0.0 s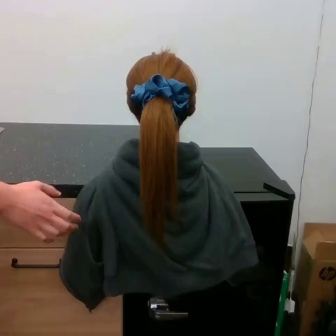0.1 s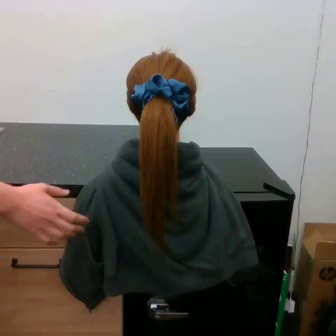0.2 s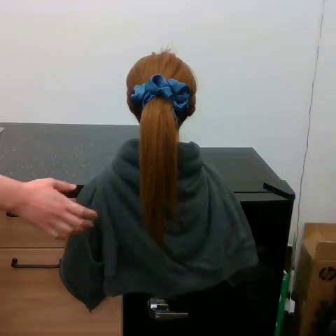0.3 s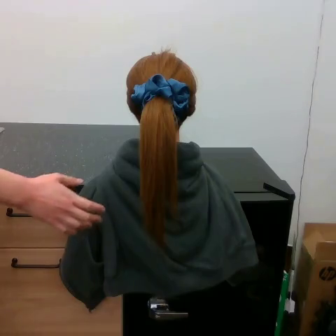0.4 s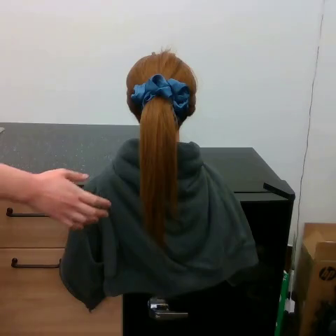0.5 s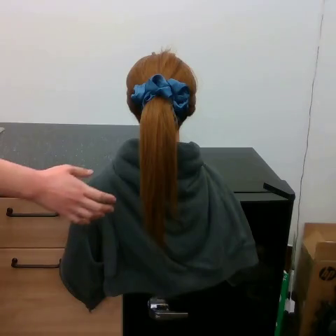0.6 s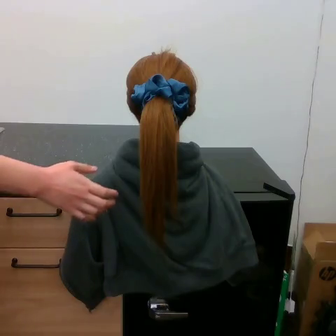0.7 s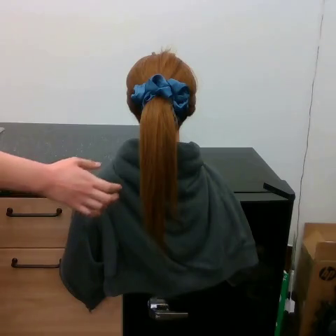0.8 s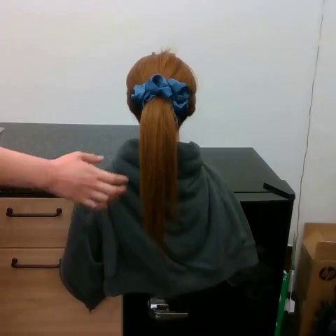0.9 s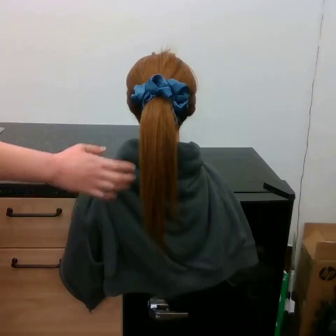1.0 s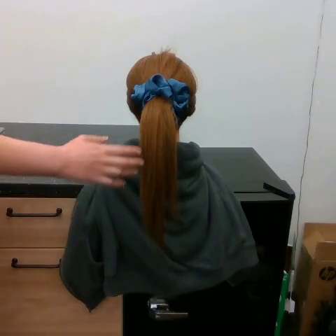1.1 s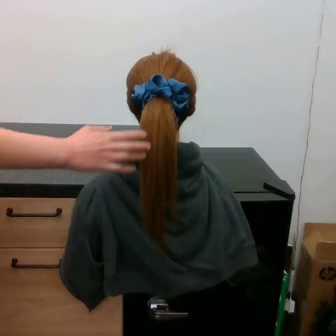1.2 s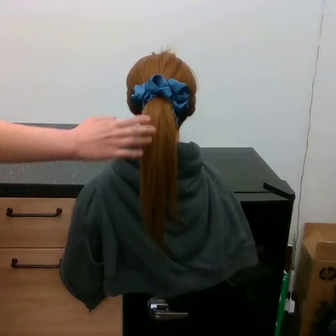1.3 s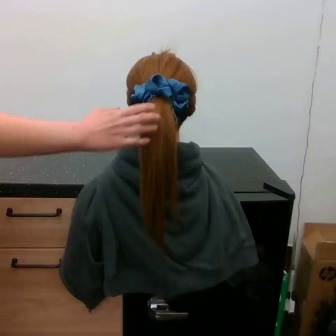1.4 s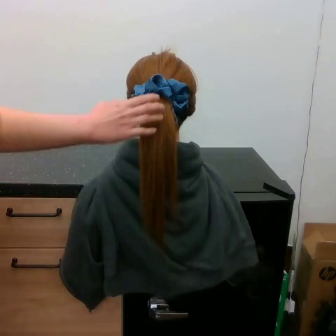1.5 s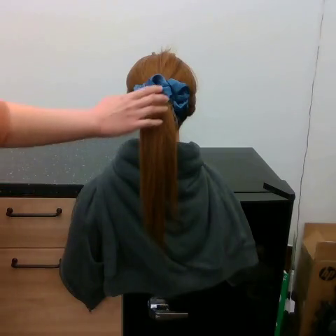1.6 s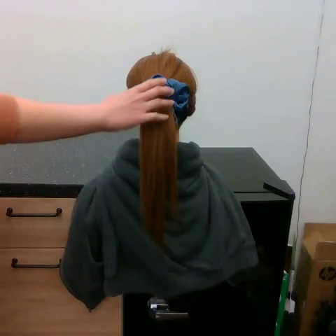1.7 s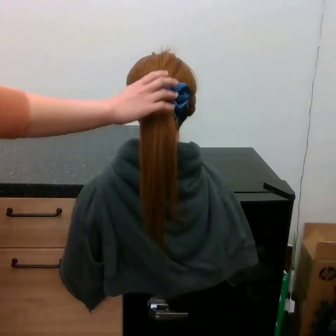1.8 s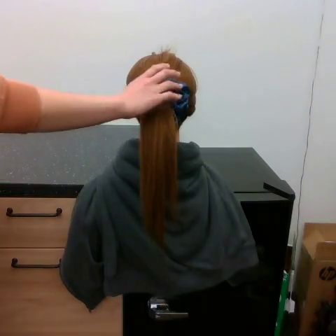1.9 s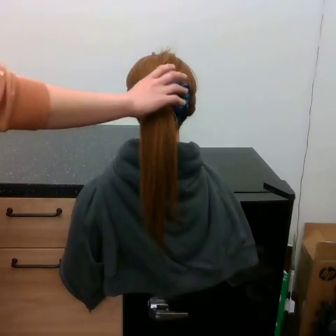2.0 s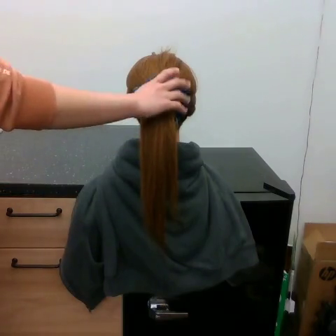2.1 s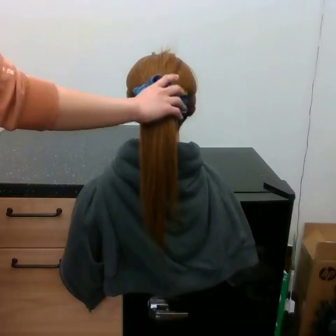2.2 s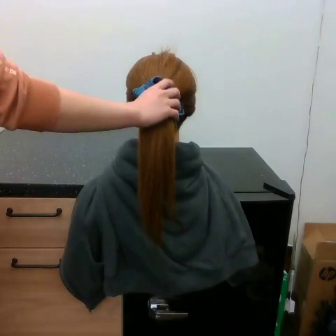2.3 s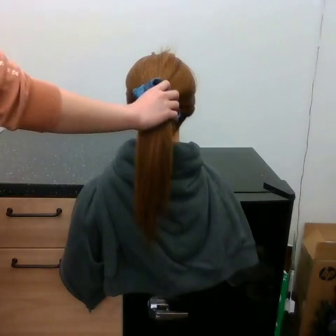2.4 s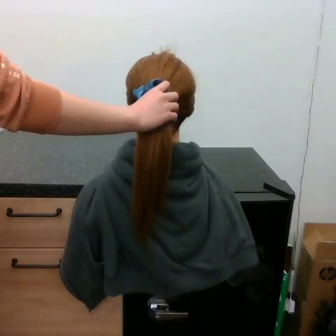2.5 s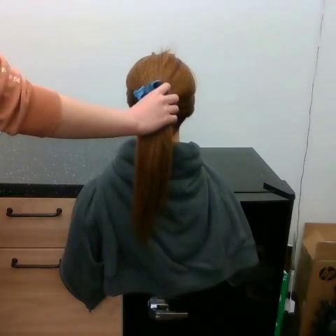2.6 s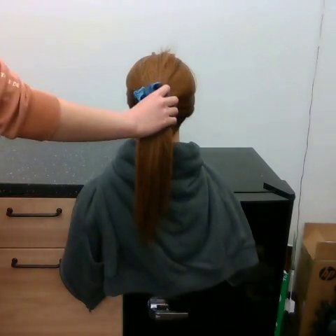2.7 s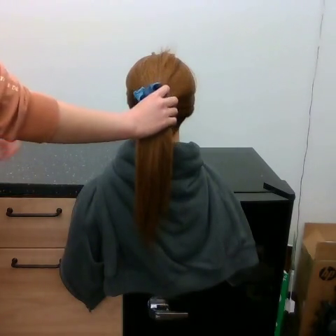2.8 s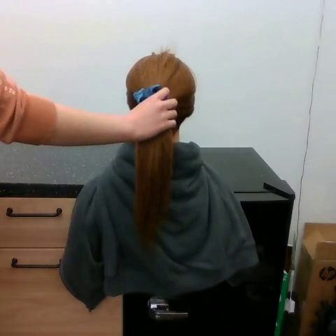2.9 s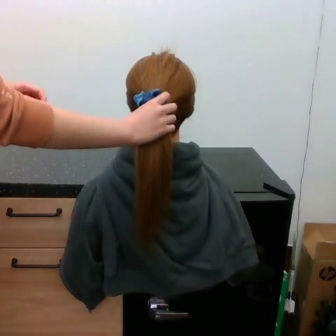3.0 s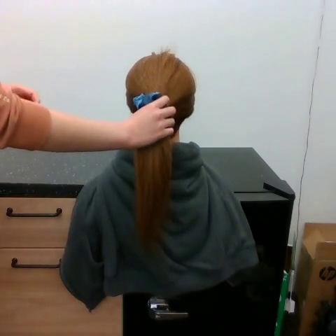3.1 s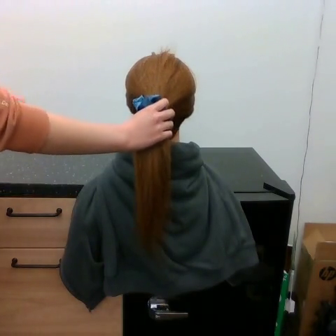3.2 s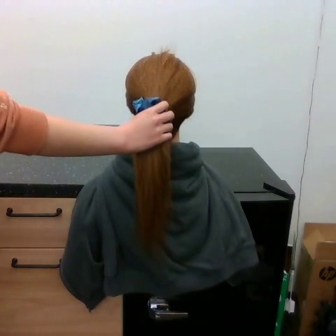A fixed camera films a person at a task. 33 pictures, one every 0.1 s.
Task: remove hair tie.
0.0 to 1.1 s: The hand goes upward and to the right.
1.1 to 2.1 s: The hand goes upward and to the right.
2.1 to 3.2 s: The hand goes downward.
